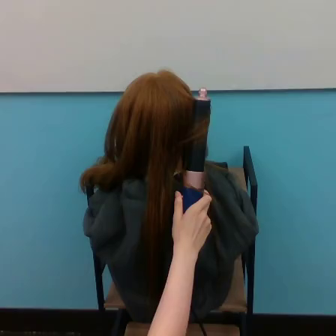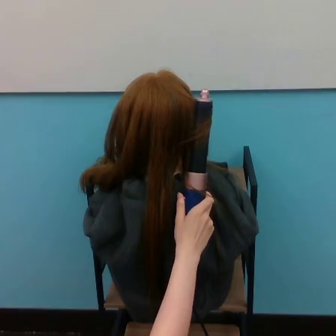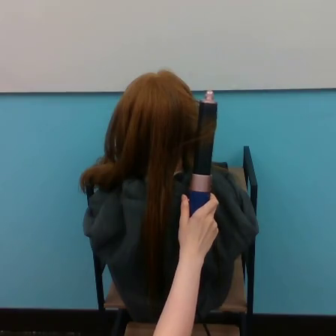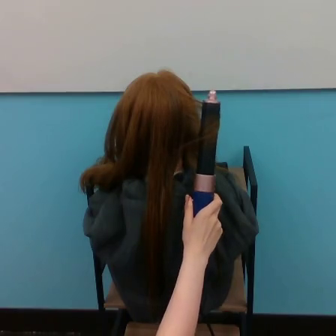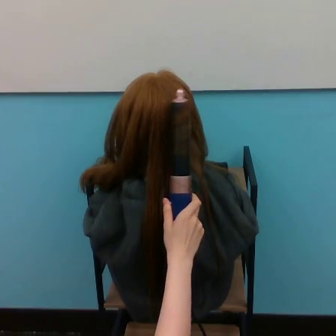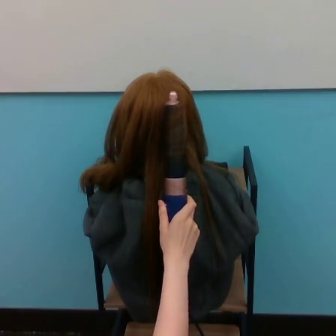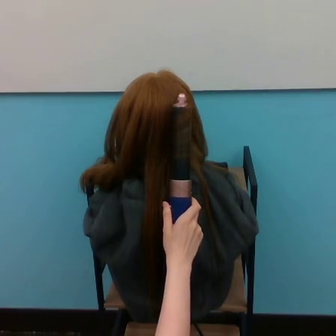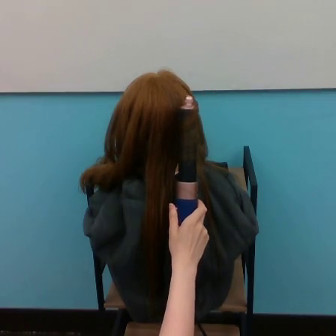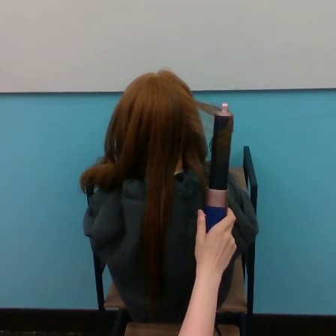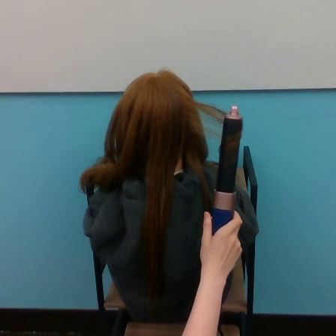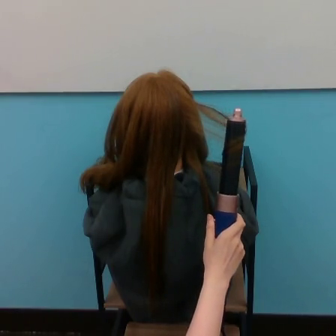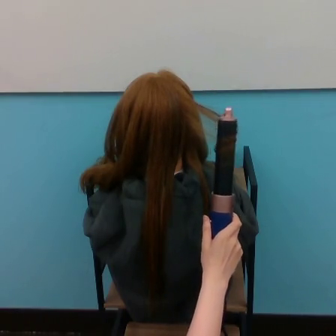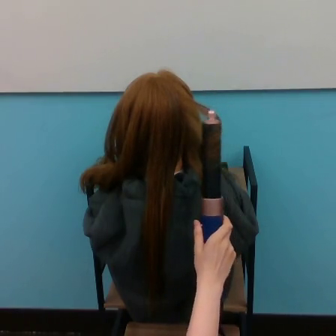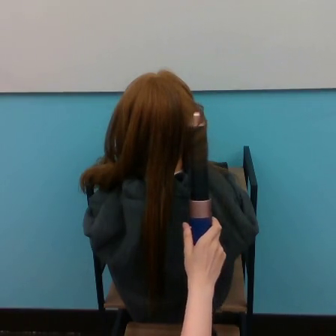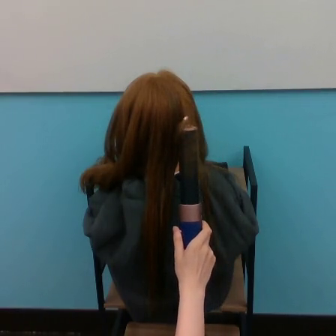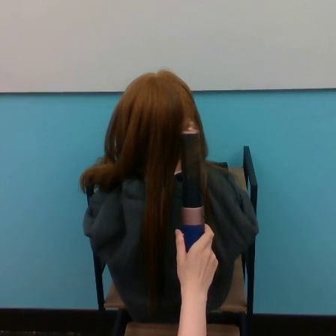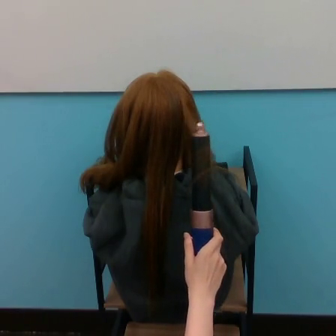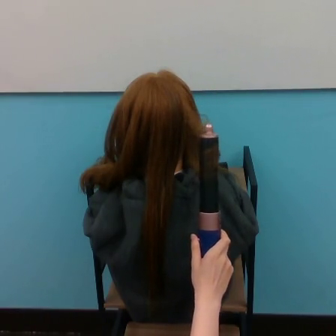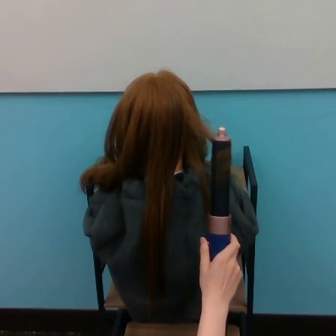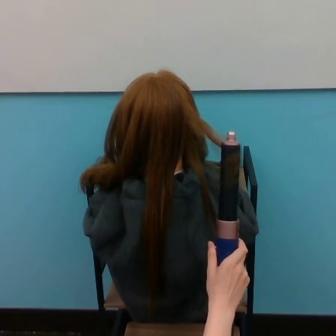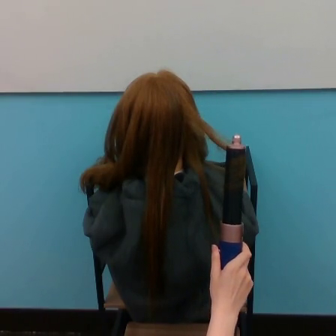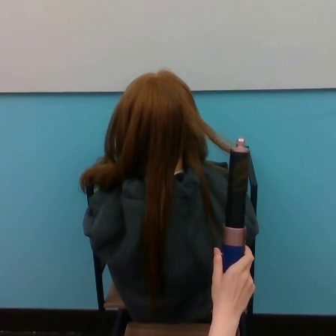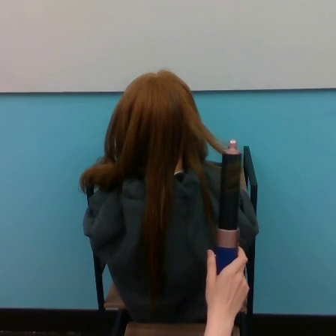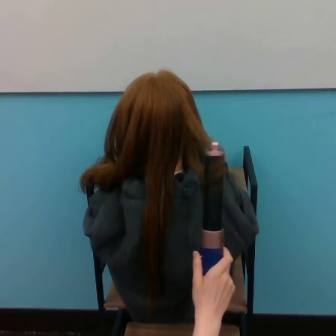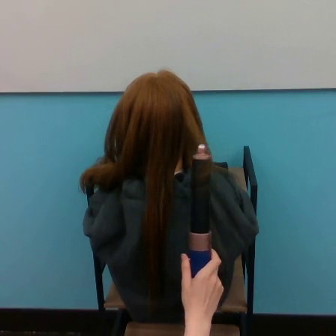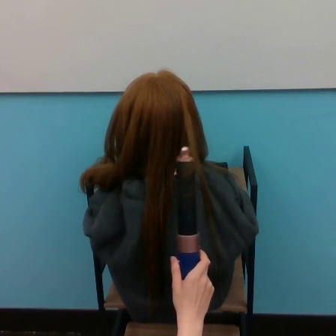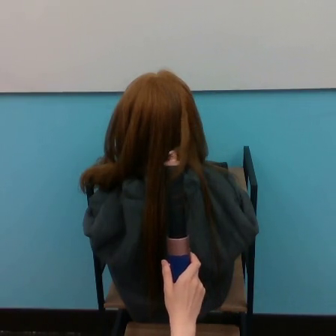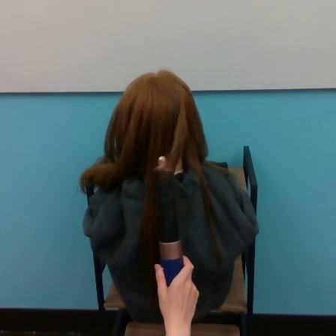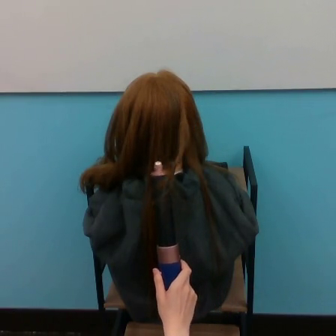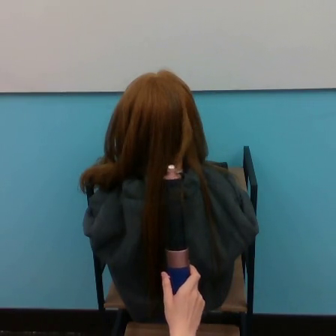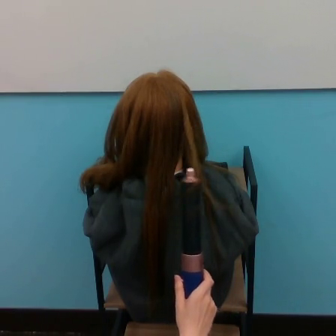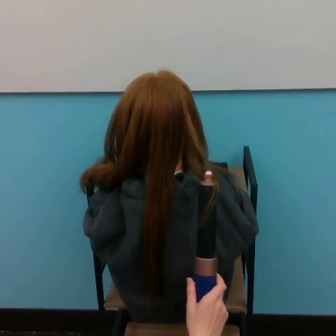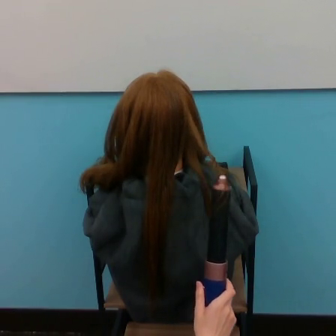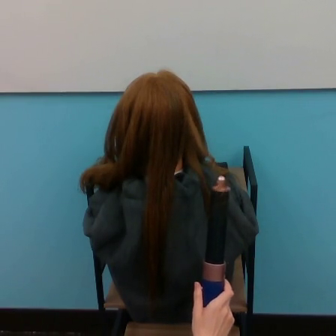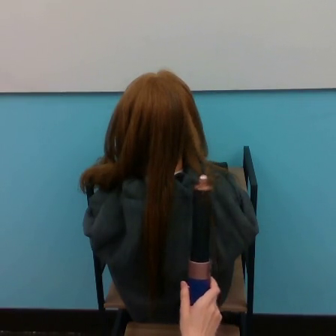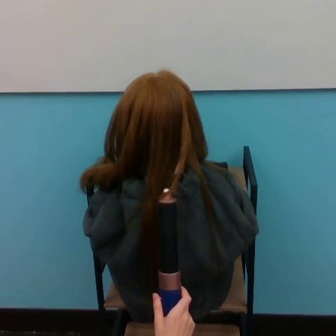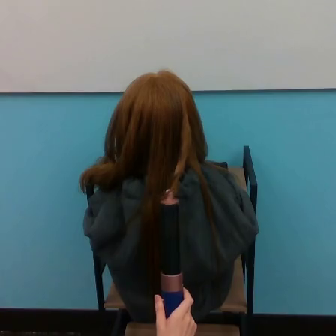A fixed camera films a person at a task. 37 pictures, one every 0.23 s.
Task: curl hair.
Motion: move downward, making horizontal oscillations to the left and to the right.
0.00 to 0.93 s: The hand moves only a little.
0.93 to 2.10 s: The hand goes to the right and downward.
2.10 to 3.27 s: The hand goes to the left.
3.27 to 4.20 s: The hand goes to the right.
4.20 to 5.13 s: The hand moves only a little.
5.13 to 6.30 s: The hand goes to the left.
6.30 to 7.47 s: The hand goes to the right and downward.
7.47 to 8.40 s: The hand goes to the left.
